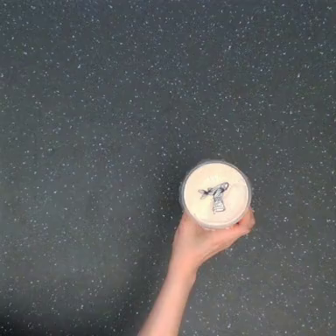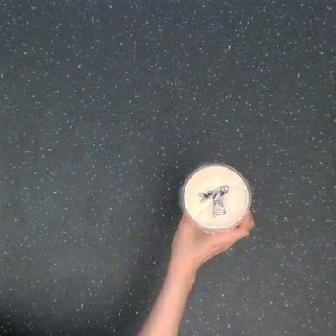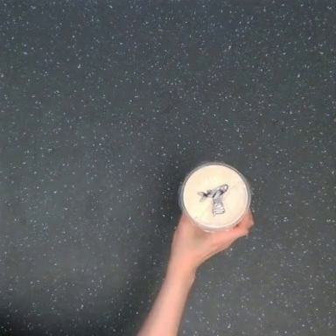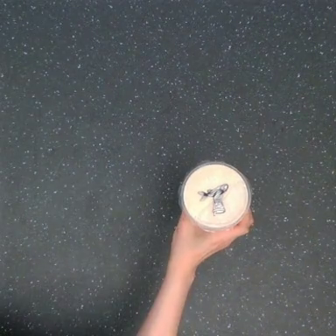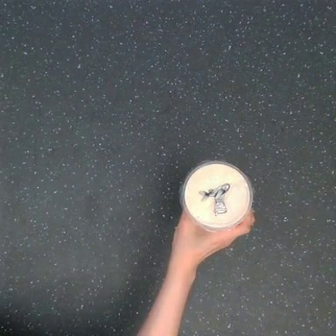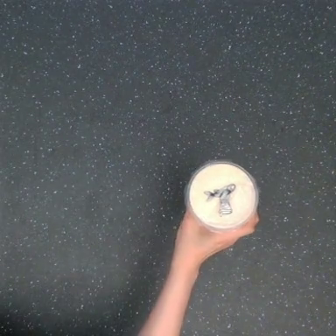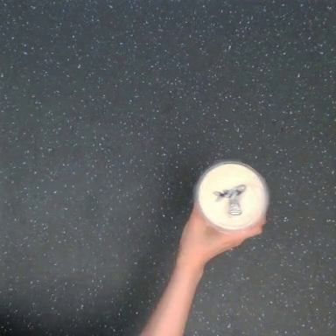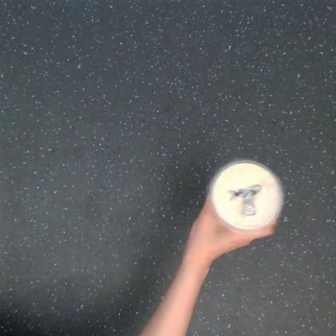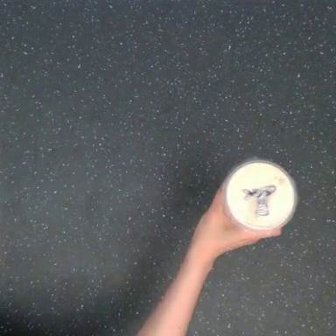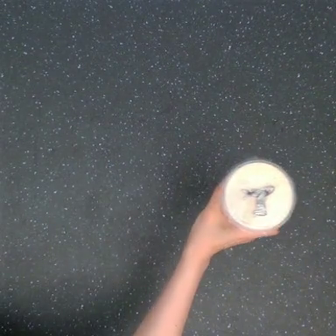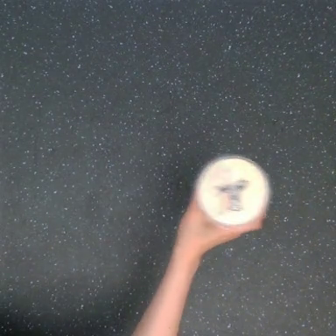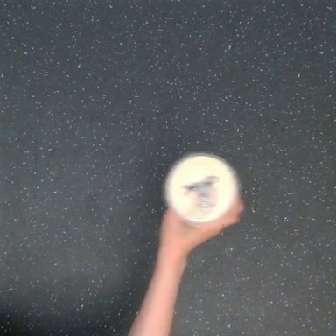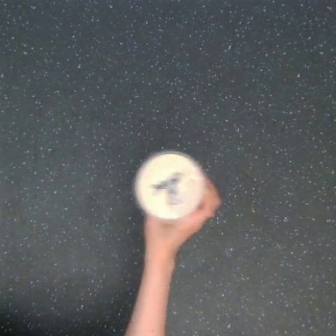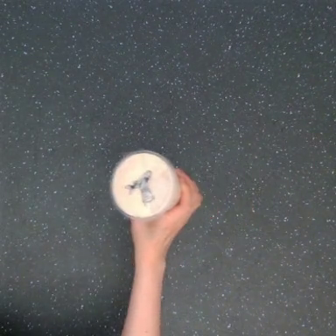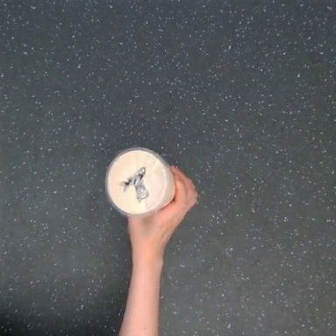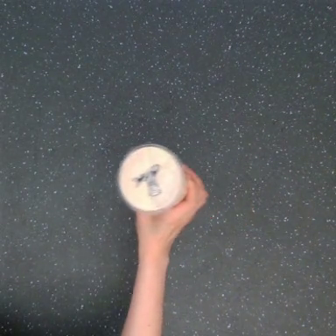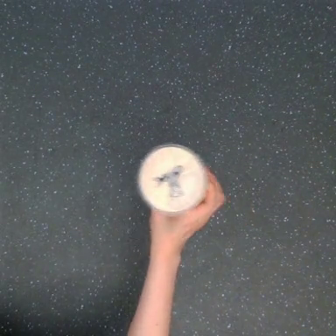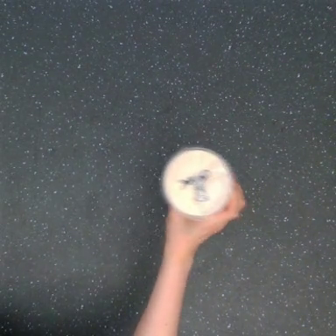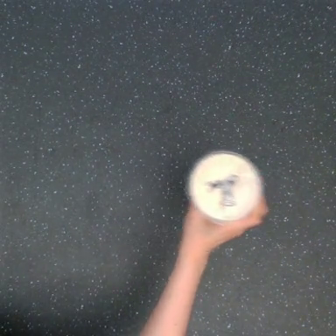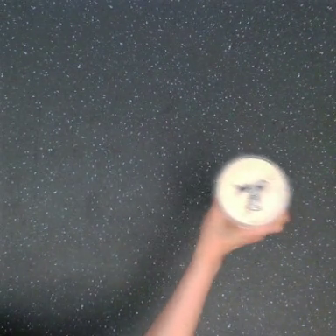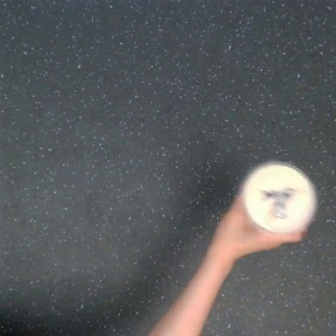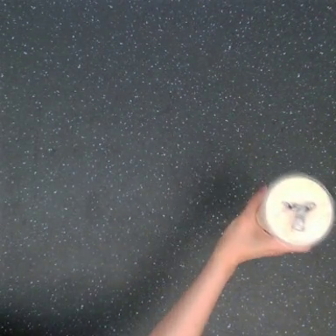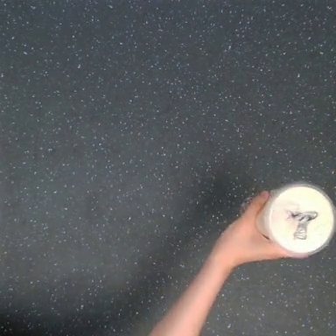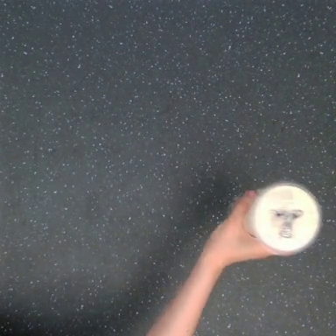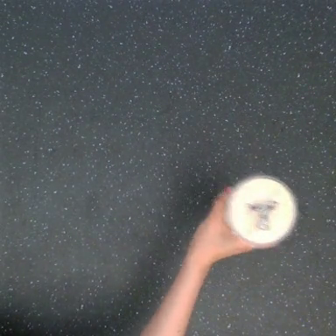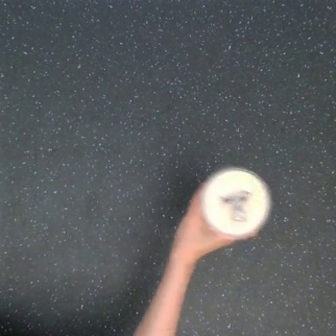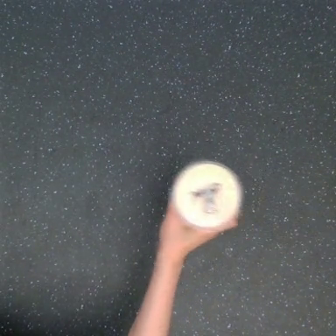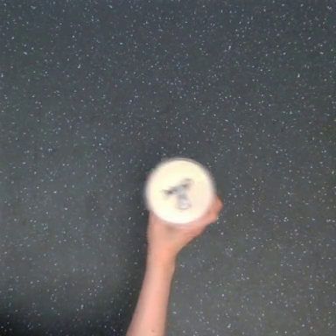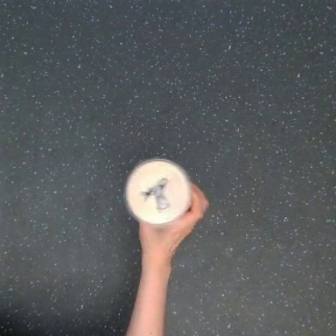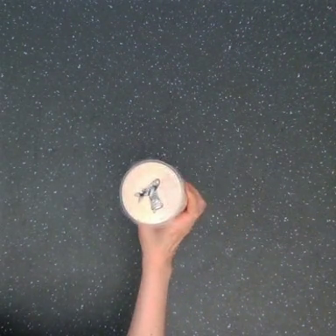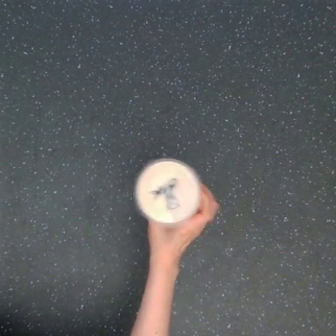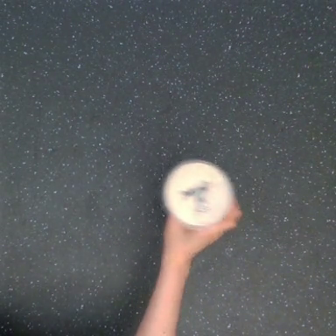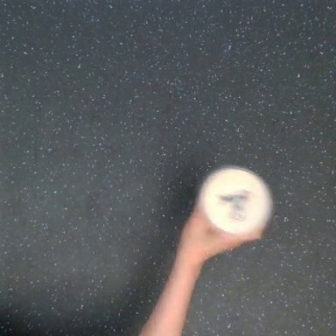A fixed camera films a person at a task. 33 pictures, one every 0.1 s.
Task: shake the boba.
0.0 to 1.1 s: The hand goes to the right, then to the left.
1.1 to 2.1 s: The hand goes to the right.
2.1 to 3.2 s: The hand goes to the left, then to the right.
